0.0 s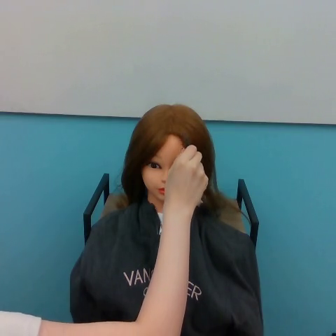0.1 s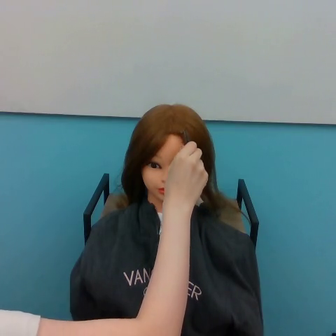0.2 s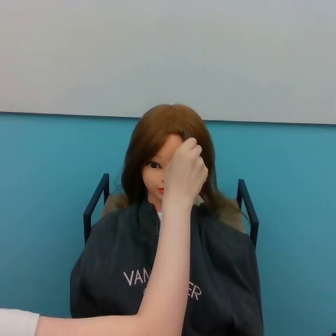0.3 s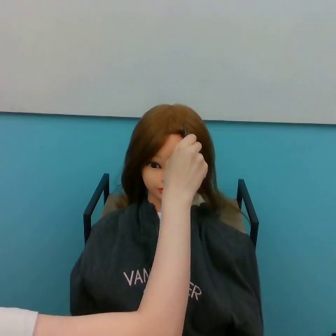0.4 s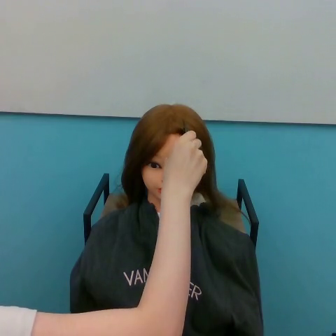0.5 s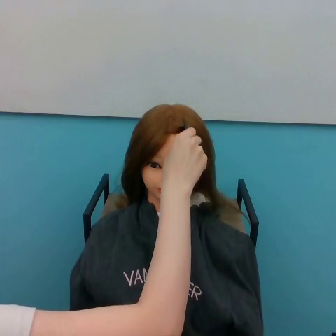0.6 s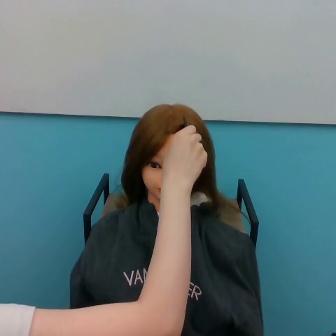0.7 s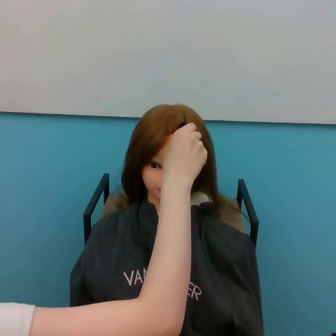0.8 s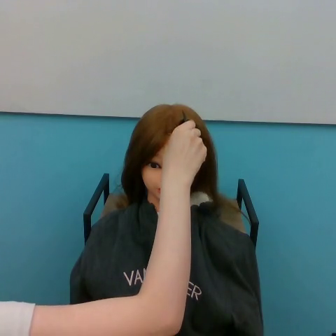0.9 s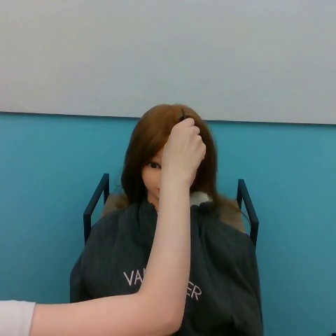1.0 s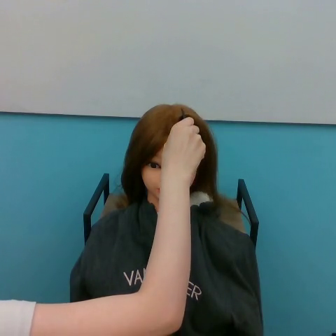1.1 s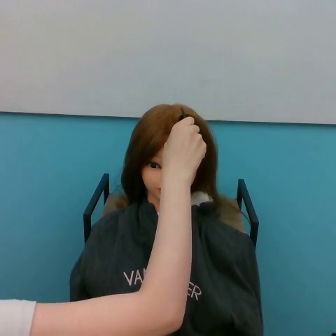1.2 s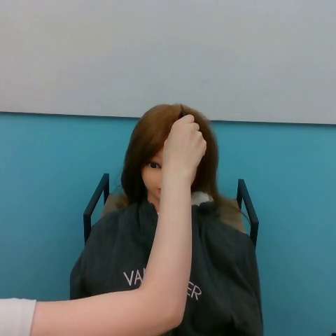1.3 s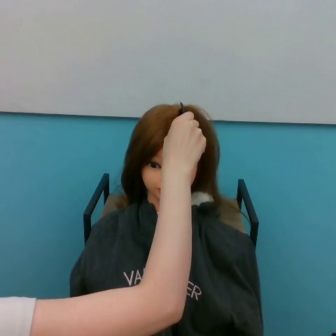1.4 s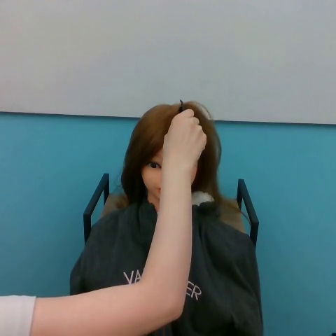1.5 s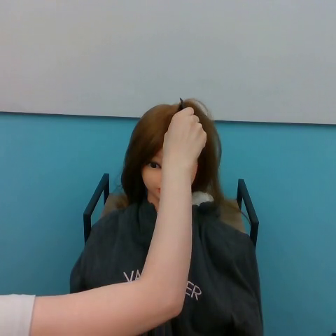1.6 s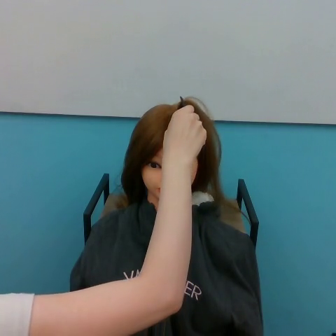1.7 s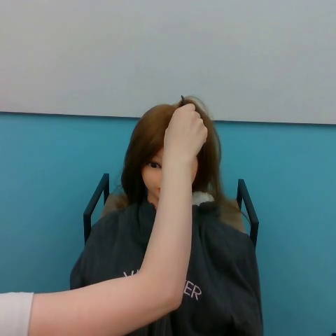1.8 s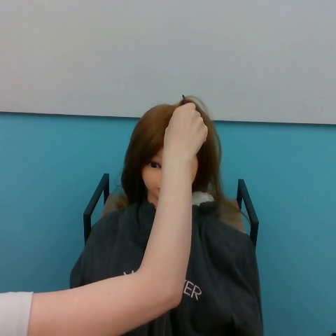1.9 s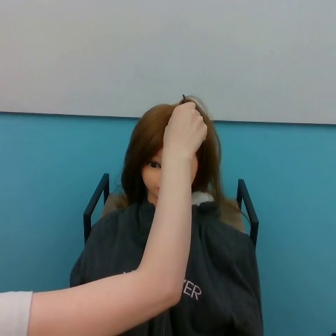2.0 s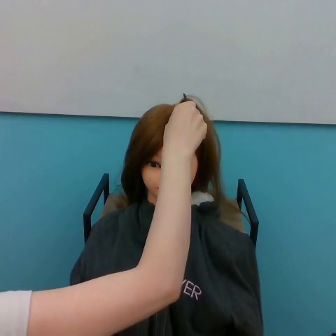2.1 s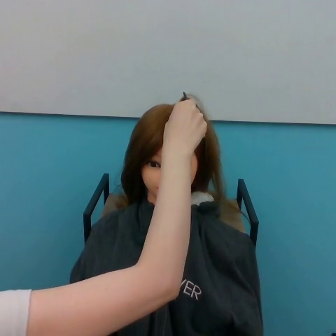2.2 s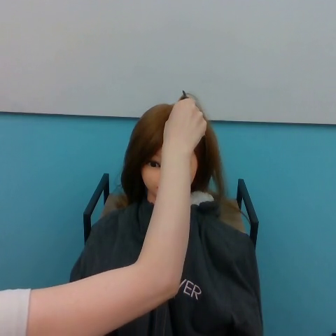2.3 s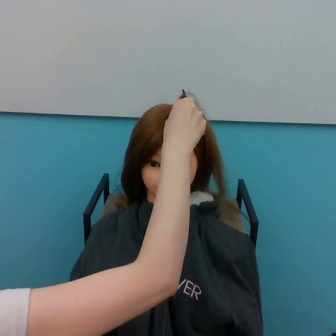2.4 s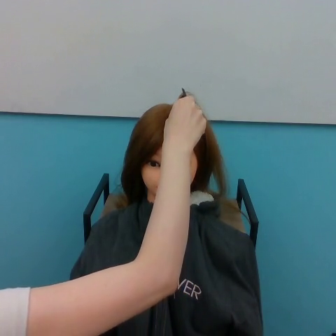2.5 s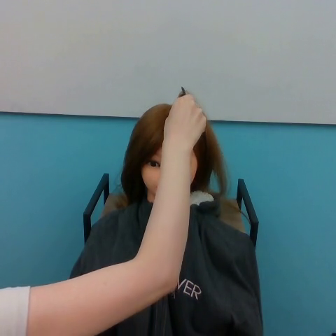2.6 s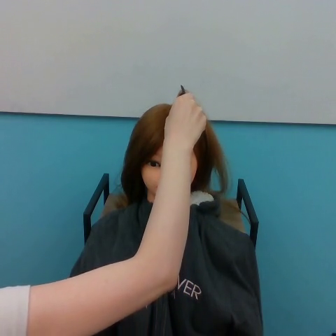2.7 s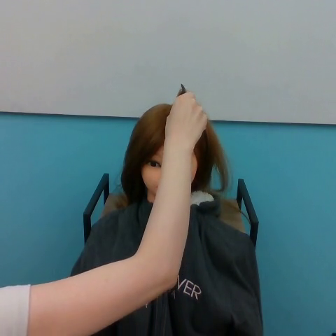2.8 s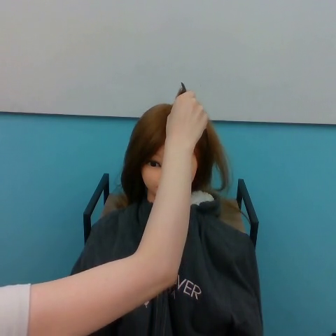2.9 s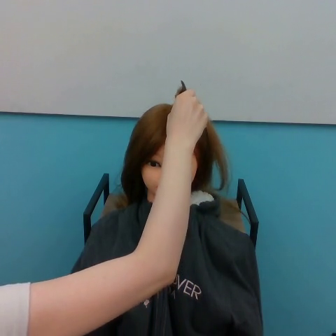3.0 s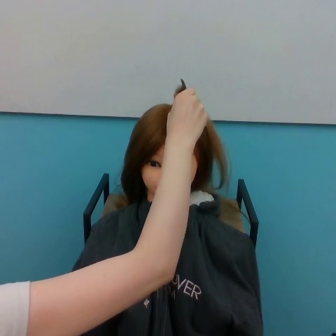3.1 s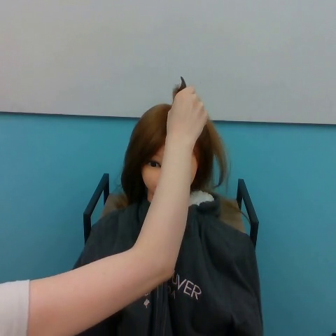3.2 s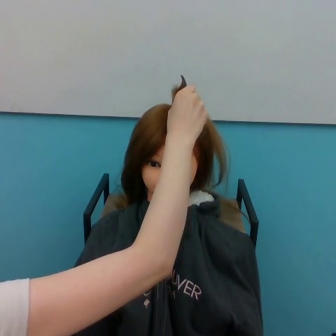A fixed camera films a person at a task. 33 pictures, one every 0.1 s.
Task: part hair.
0.0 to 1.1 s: The hand goes upward.
1.1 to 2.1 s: The hand goes upward.
2.1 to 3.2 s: The hand moves only a little.
